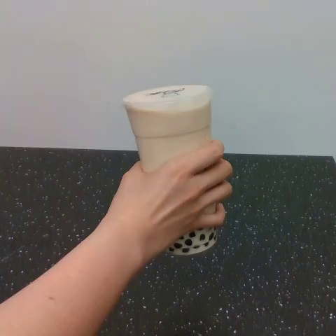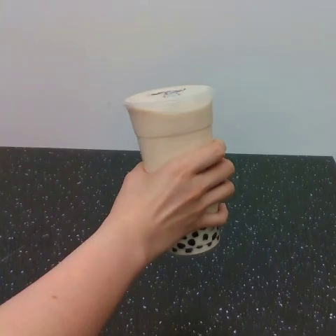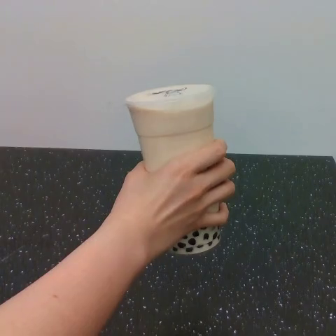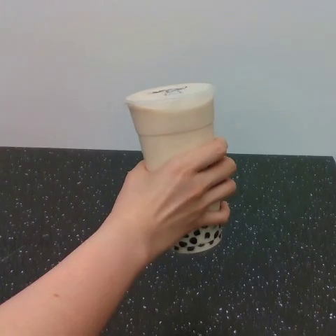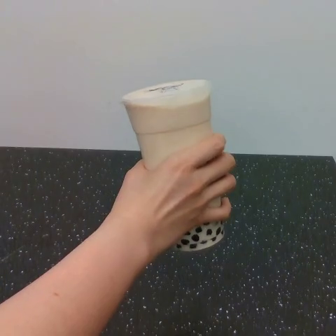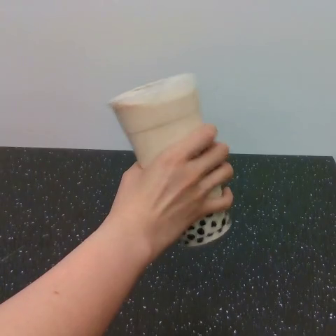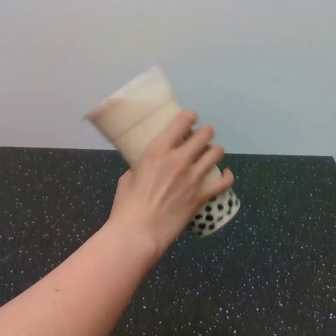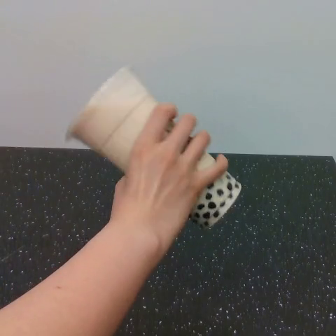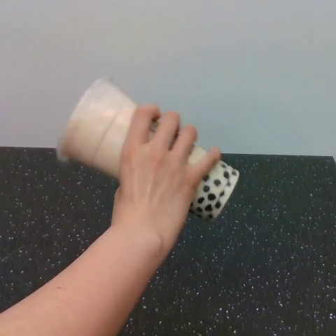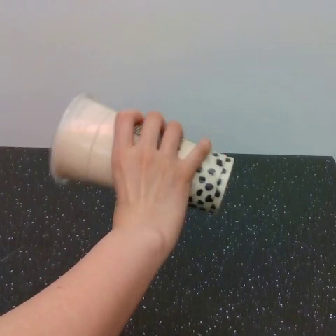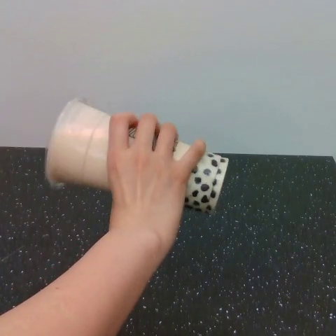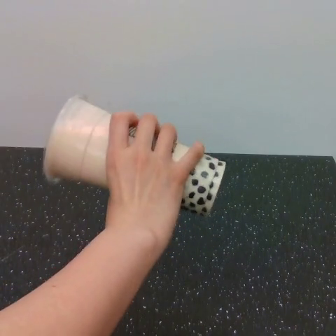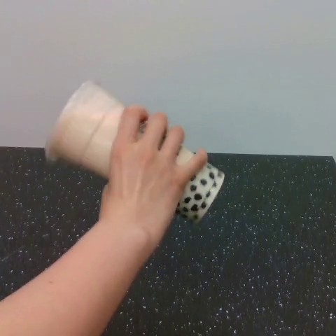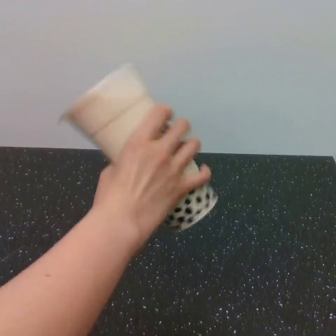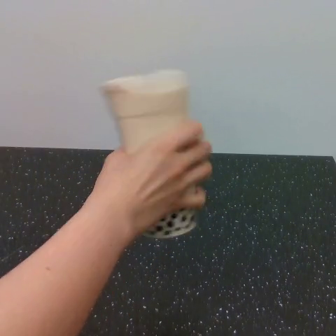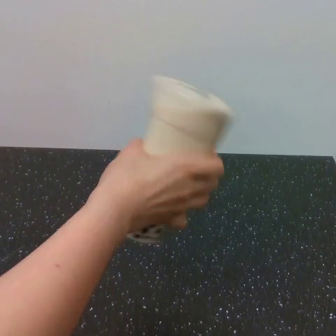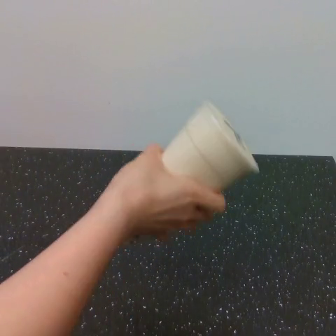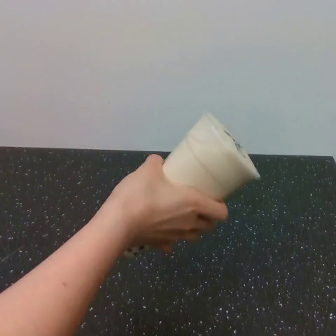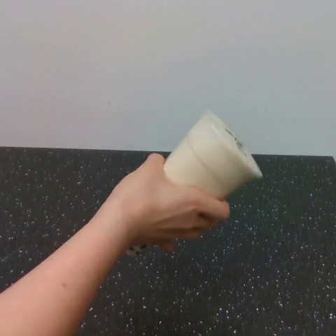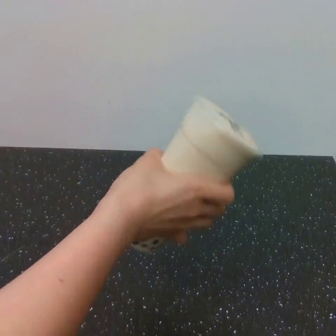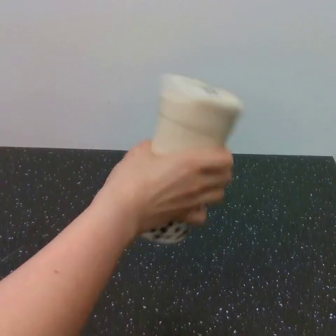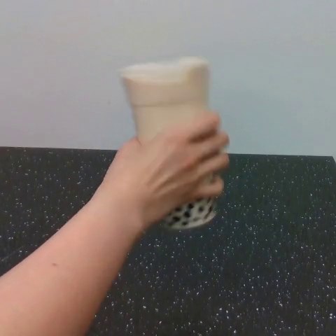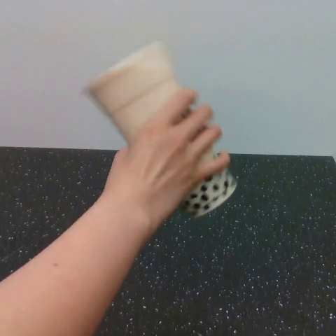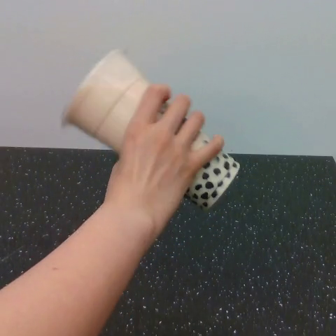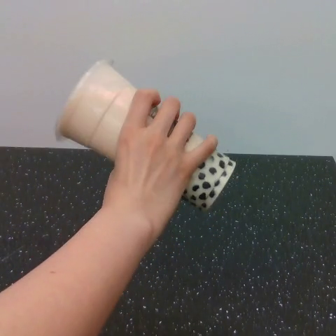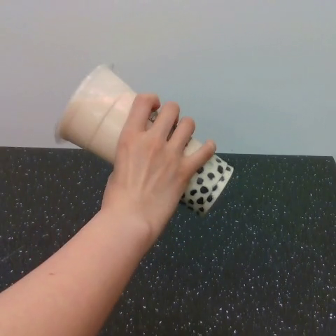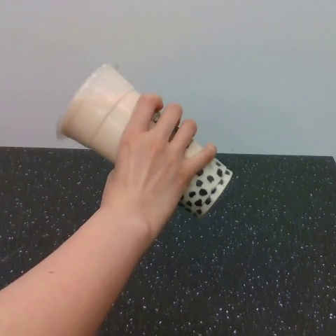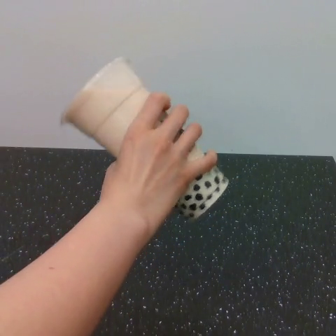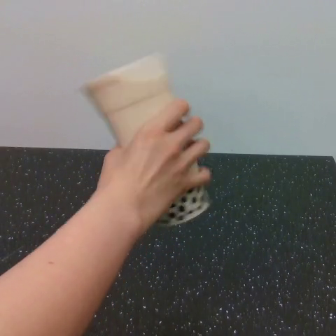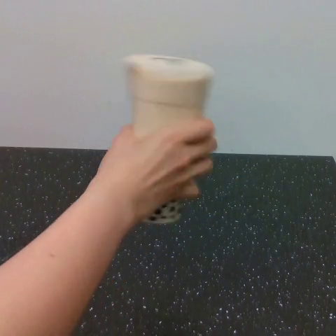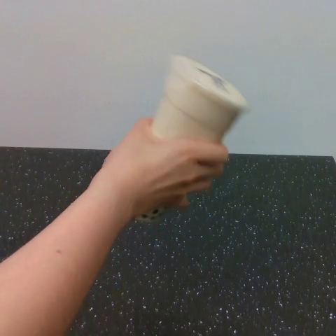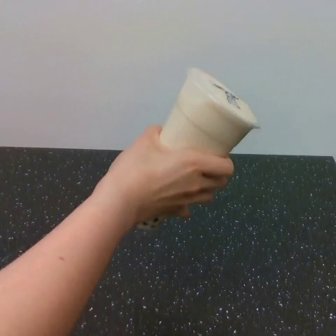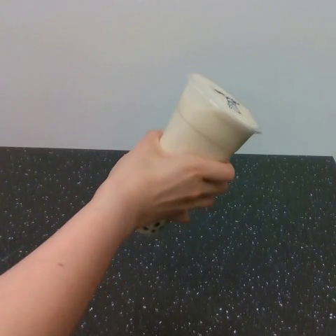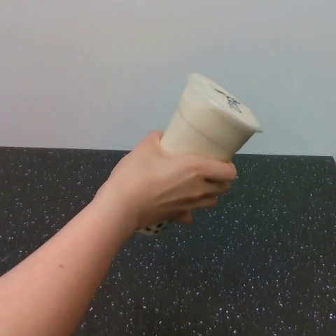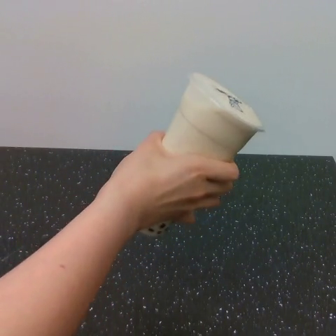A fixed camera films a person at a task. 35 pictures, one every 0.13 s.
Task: shake the boba.
Motion: rotate the object counter-clockwise, then reverse it to rotate it clockwise, repeating this sequence 2 times.
0.00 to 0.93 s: The hand goes upward and to the left.
0.93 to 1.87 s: The hand goes to the left, then to the right and downward.
1.87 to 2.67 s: The hand goes downward, then upward.
2.67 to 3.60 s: The hand goes upward and to the left, on a counterclockwise arc.
3.60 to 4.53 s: The hand goes downward and to the right.
